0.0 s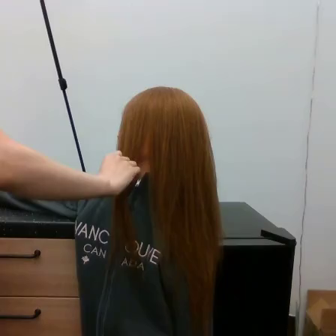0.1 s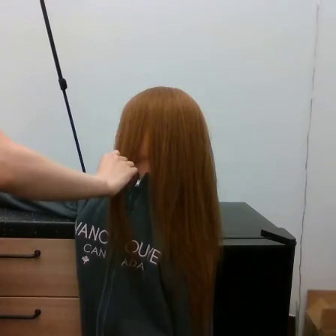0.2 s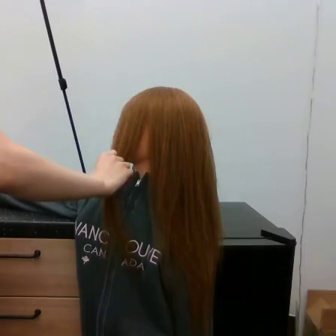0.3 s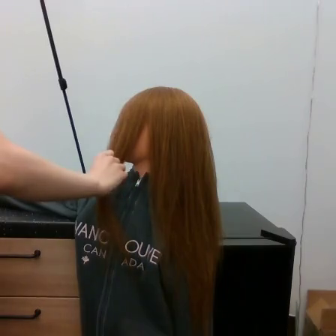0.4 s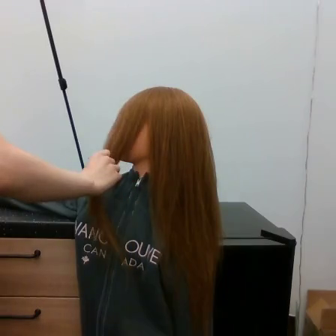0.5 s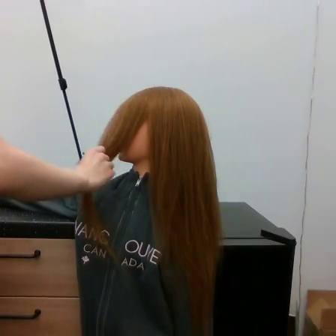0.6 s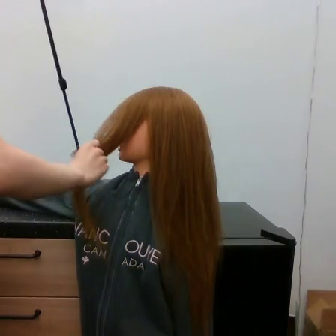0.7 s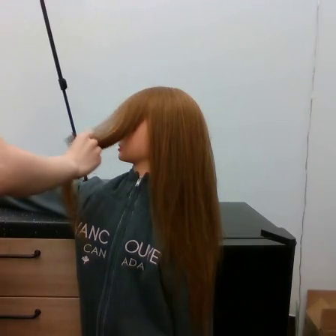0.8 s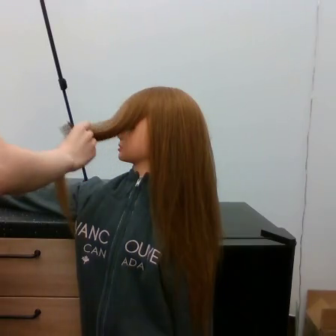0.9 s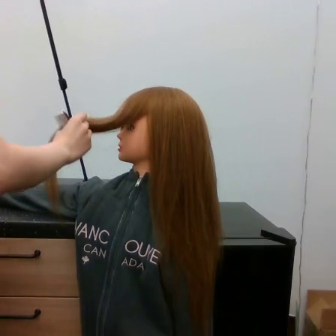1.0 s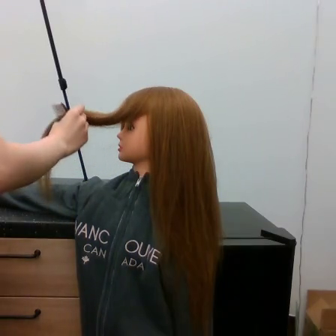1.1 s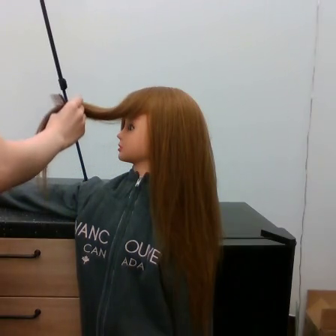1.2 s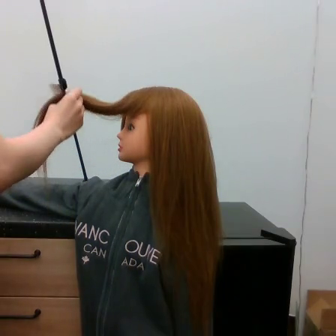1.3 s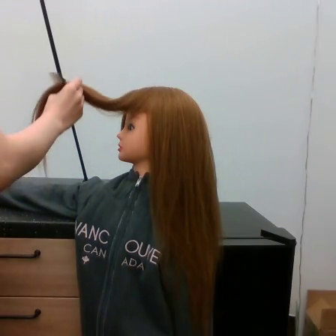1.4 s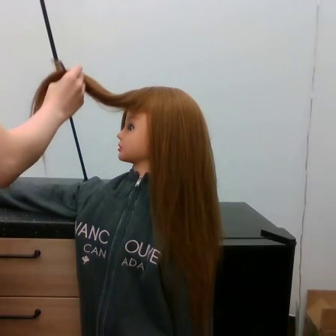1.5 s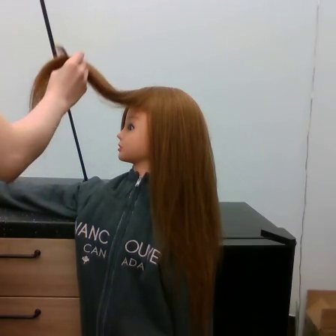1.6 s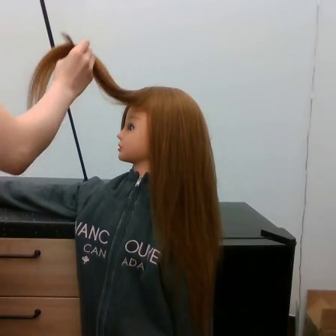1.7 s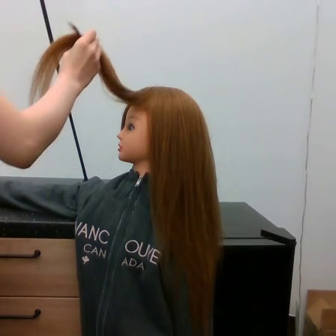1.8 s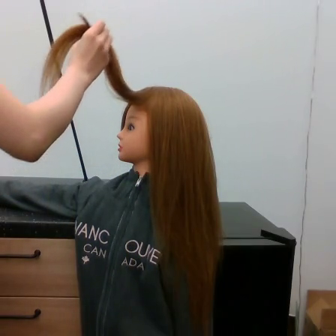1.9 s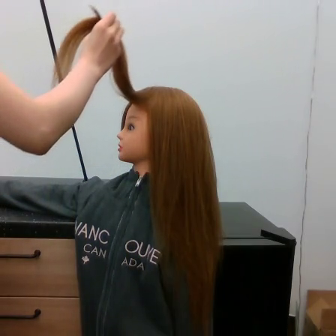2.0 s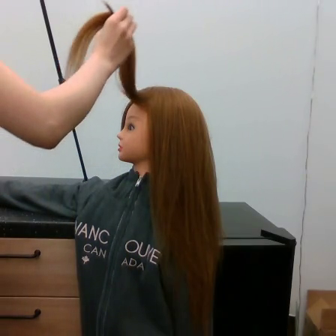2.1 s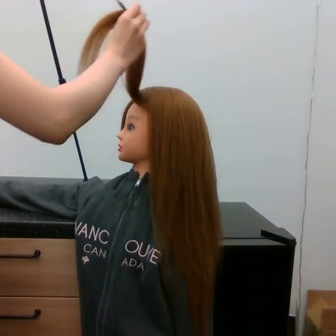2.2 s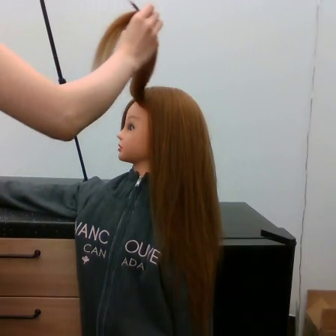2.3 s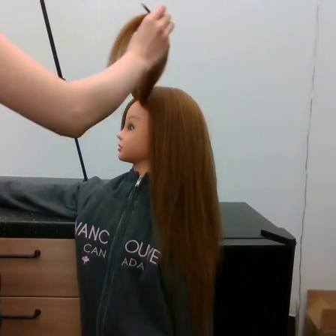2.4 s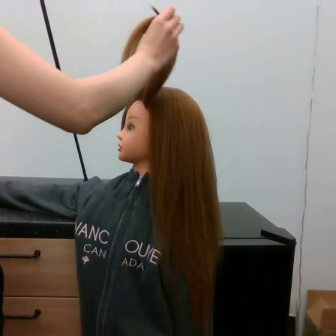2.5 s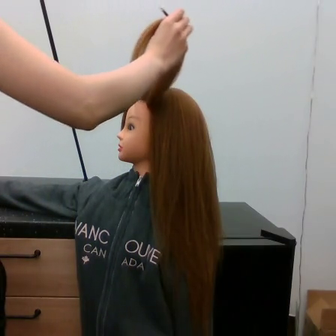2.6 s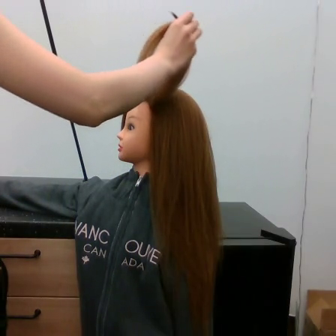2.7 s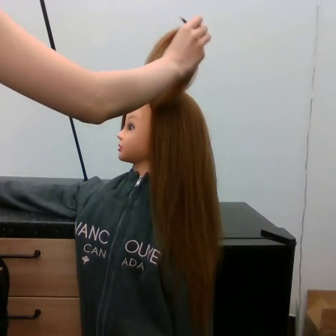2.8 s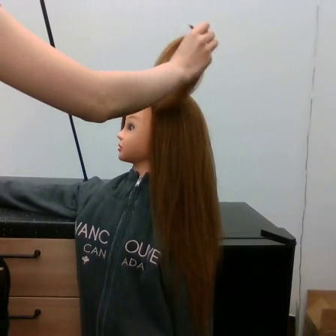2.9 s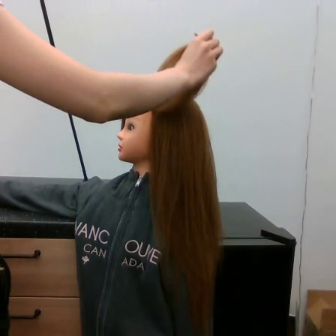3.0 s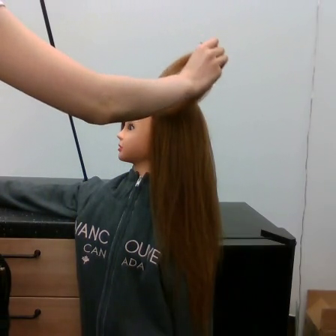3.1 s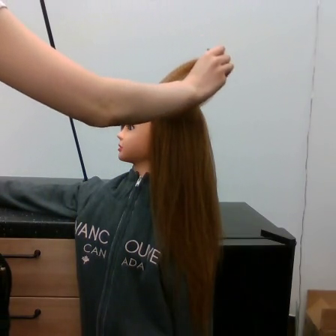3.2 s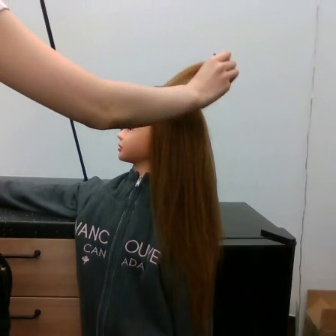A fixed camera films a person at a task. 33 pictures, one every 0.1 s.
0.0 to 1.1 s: The hand goes upward and to the left.
1.1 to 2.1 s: The hand goes upward and to the right, on a clockwise arc.
2.1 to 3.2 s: The hand goes to the right and downward.
Task: tidy side hair.
